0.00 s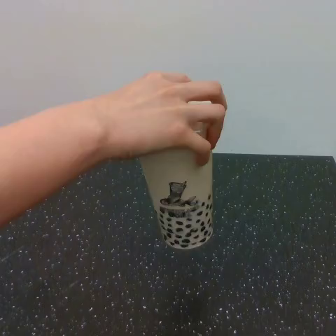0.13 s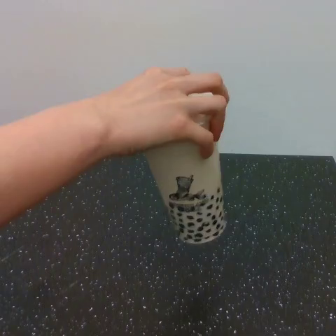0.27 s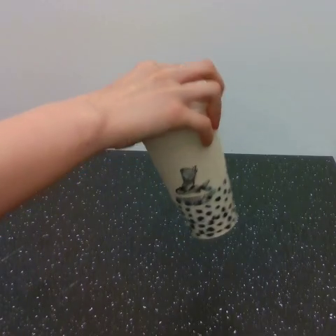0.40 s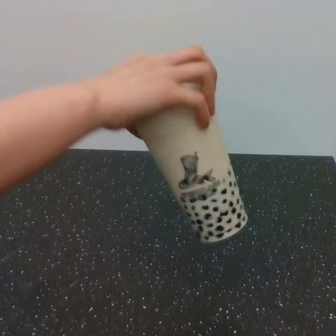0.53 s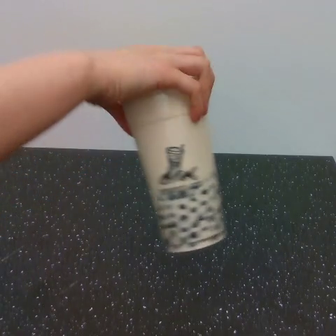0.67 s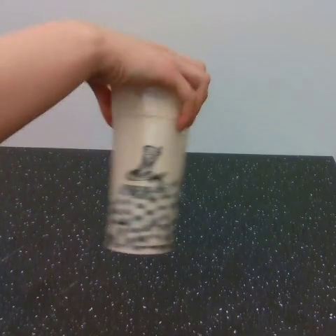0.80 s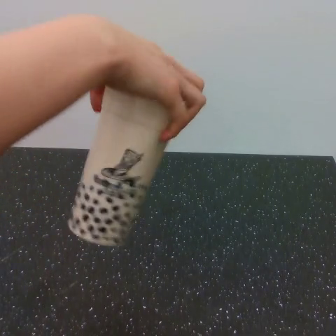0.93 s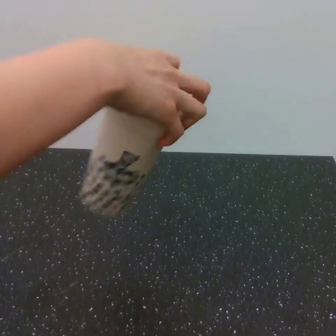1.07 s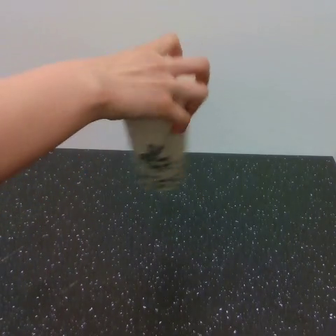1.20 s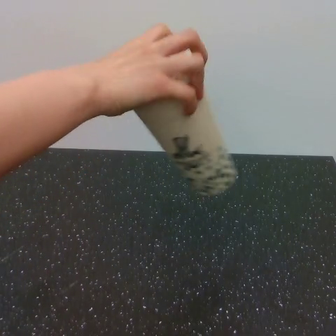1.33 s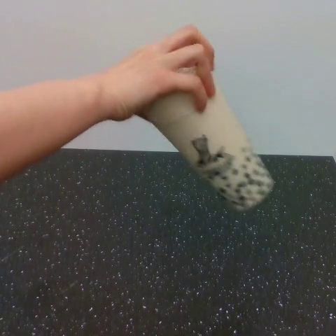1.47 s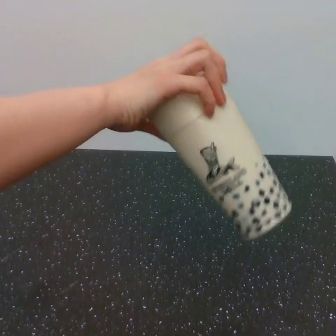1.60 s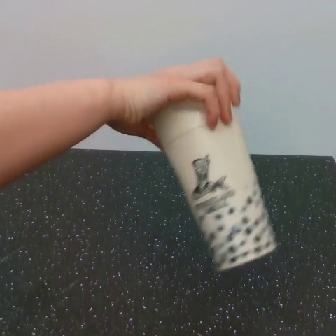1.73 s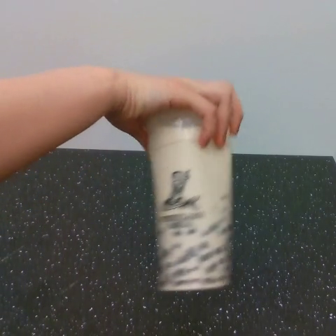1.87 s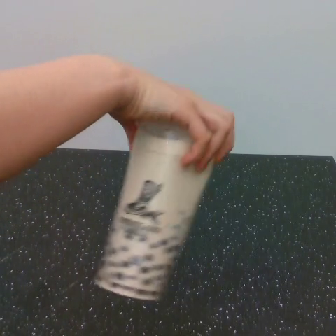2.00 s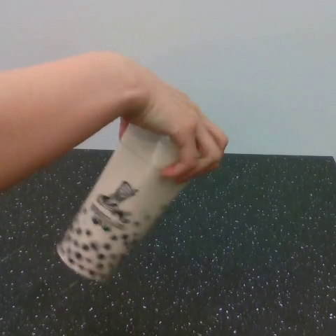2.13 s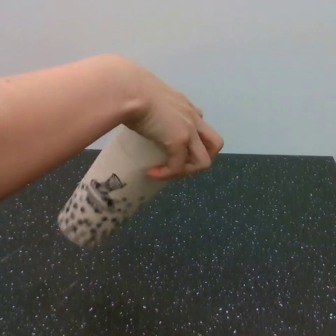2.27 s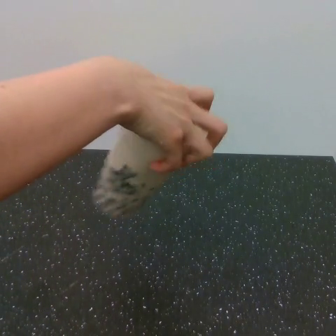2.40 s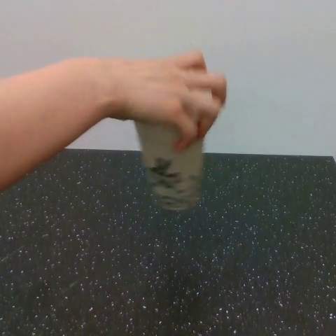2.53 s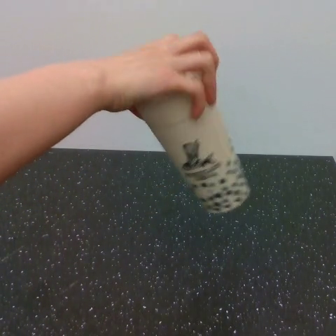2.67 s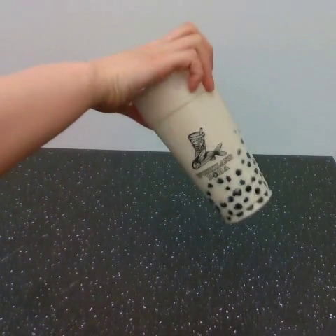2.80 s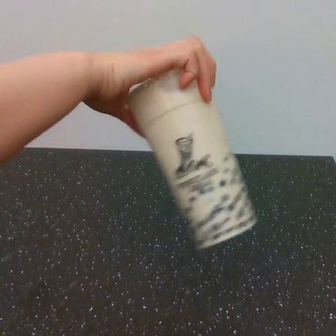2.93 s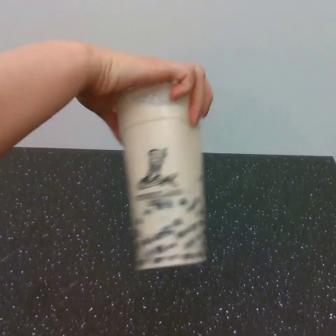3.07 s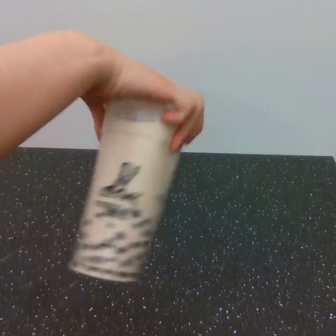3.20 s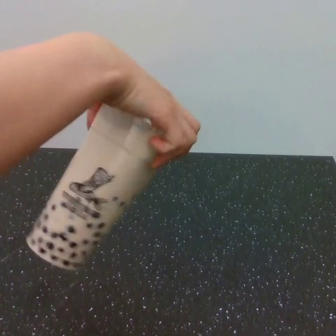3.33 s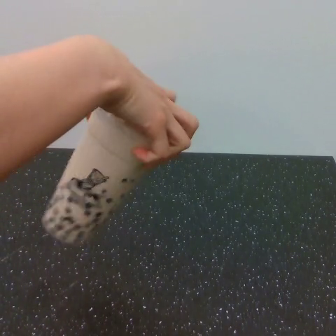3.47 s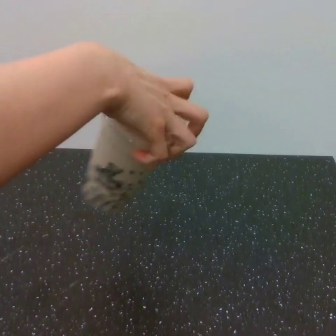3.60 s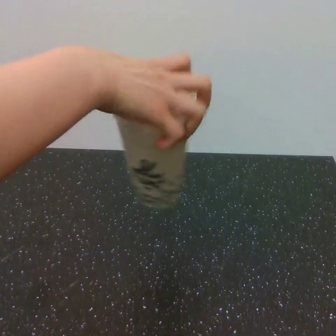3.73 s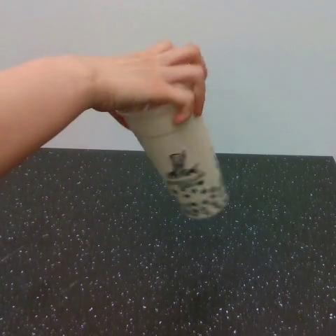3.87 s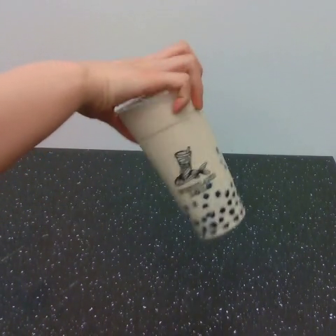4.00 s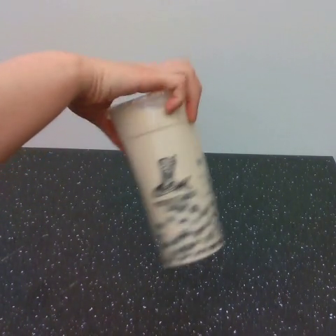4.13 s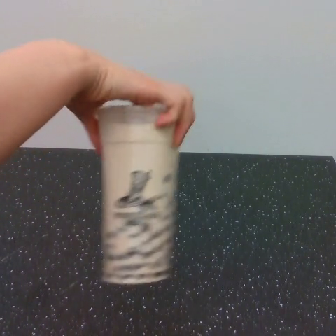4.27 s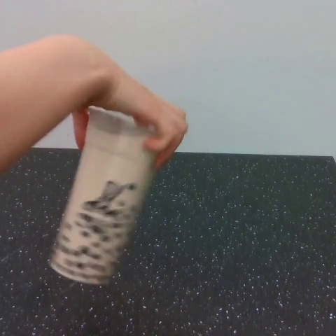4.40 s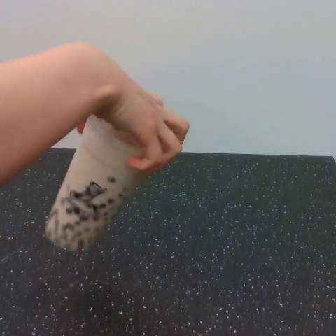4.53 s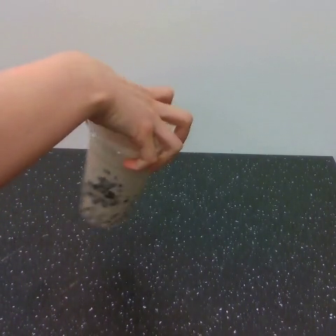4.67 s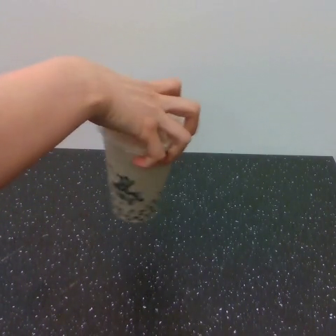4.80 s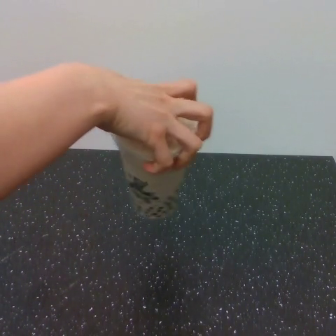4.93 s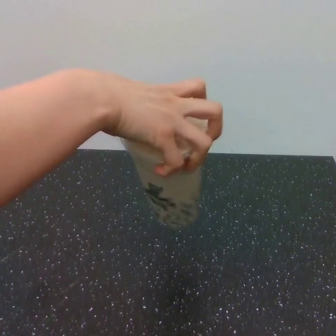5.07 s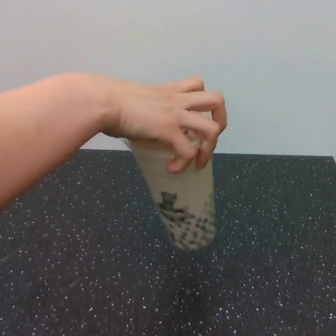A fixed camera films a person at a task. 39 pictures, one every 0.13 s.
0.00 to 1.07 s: The hand goes upward and to the left.
1.07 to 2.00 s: The hand goes downward and to the right.
2.00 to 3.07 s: The hand goes upward, then downward.
3.07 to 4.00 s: The hand goes upward, then downward.
4.00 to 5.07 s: The hand goes downward, then to the right and upward.
Task: shake the boba.
Motion: make 3 circular motions clockwise, holding the lid.
